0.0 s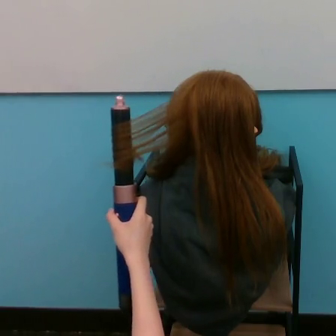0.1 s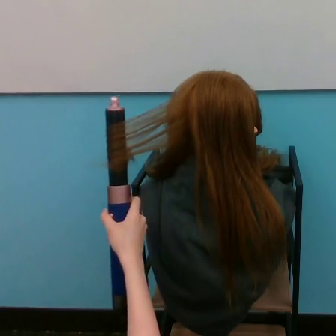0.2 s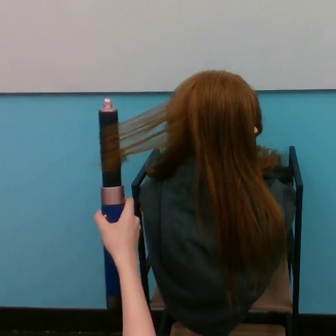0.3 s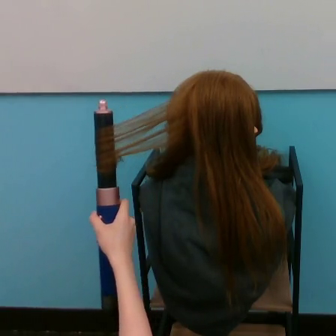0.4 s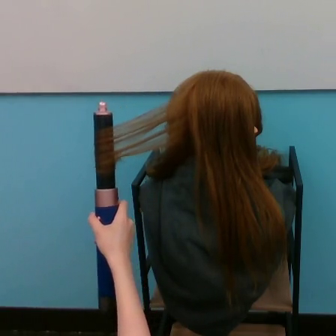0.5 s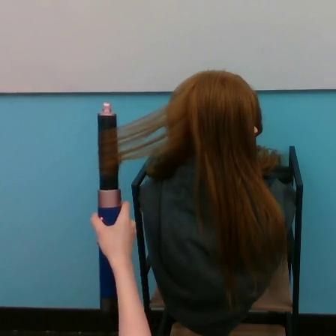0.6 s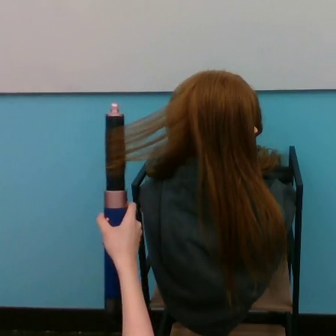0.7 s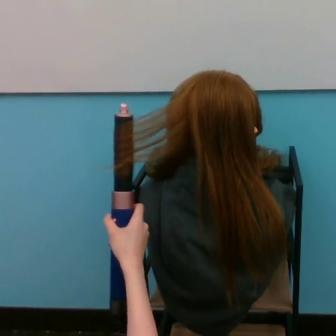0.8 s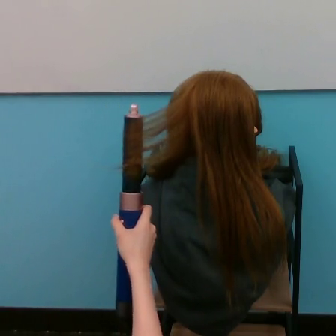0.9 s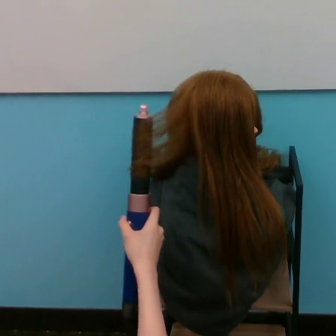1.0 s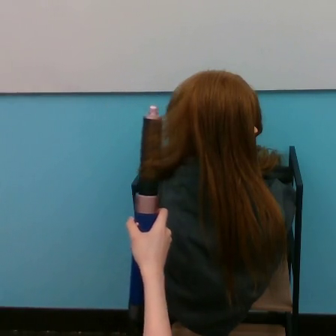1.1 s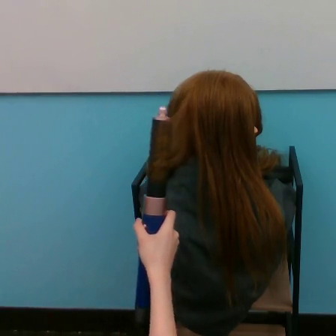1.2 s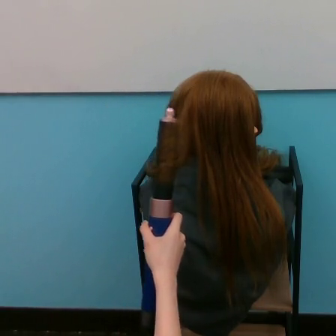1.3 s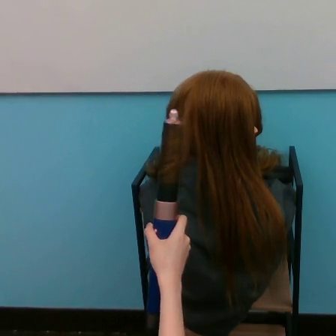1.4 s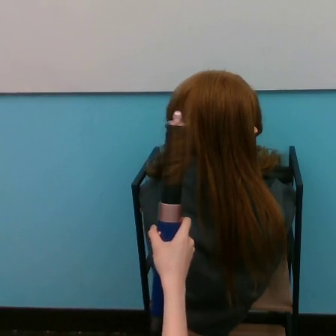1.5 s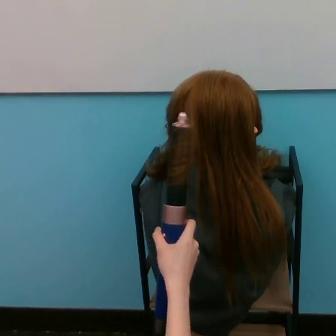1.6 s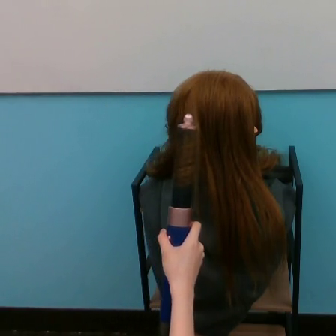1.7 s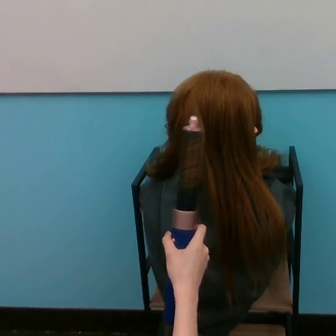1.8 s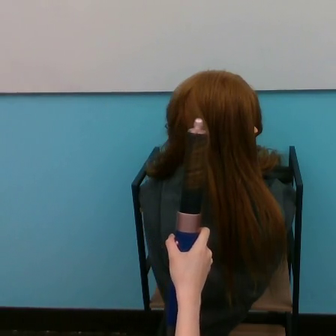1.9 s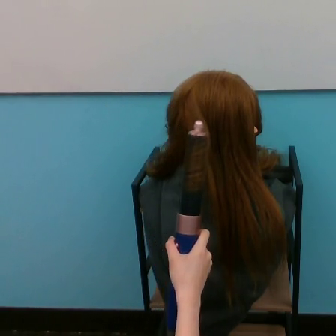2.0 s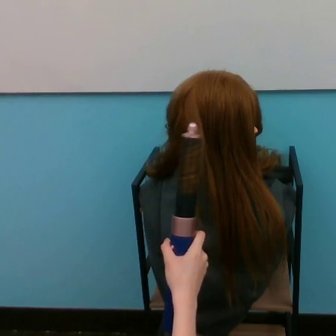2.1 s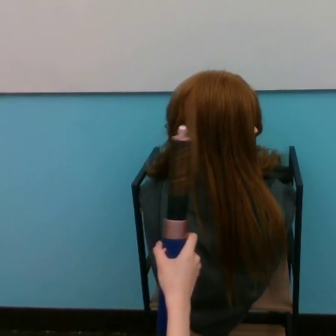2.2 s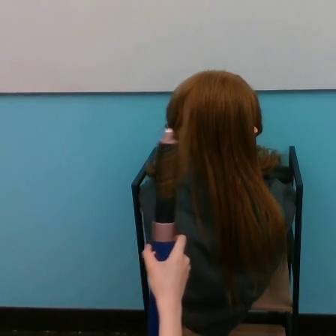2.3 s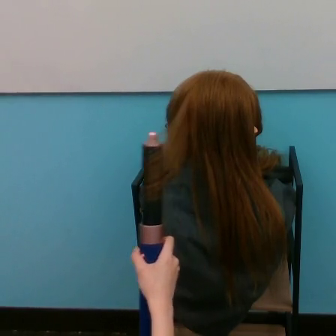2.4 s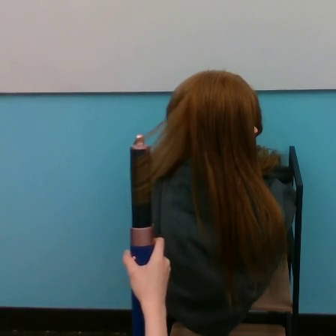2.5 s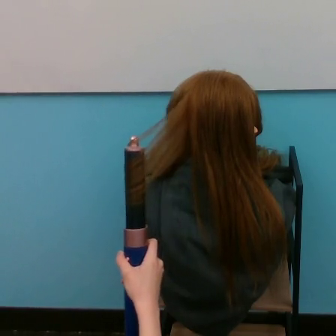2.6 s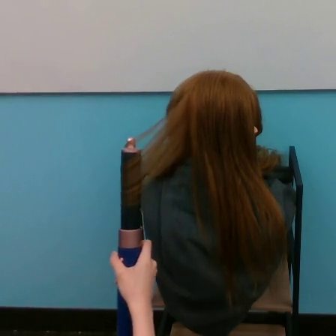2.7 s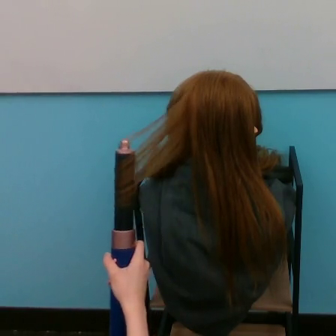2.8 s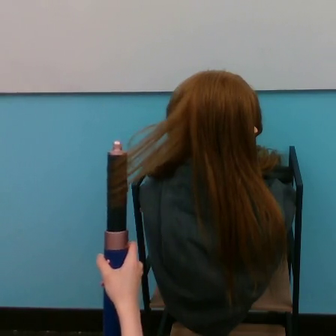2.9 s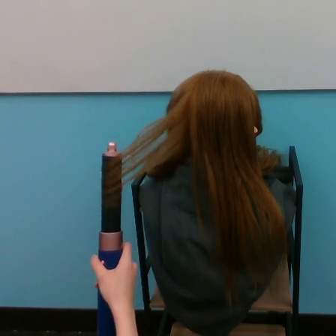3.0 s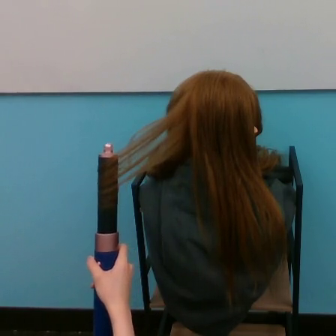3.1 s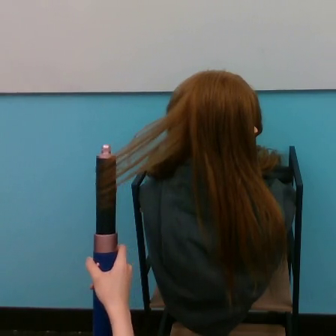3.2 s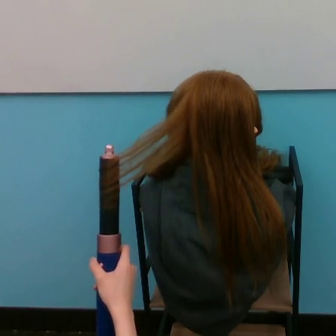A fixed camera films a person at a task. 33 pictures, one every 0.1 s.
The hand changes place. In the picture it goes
downward.
0.0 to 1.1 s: The hand goes to the right.
1.1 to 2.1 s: The hand goes to the right and downward, on a clockwise arc.
2.1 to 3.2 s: The hand goes to the left.
Task: curl hair.
